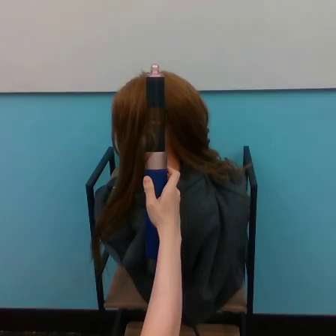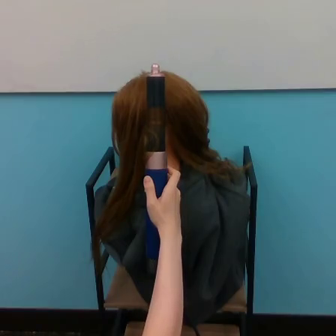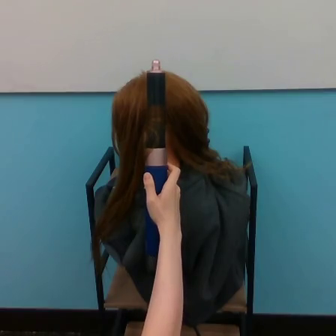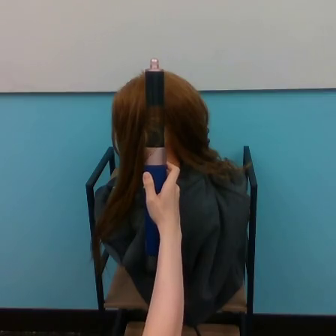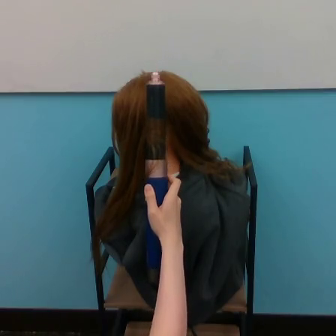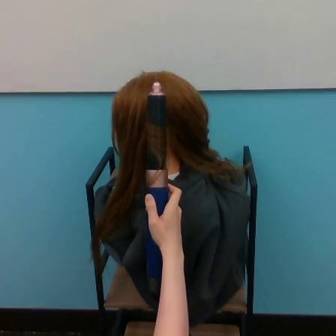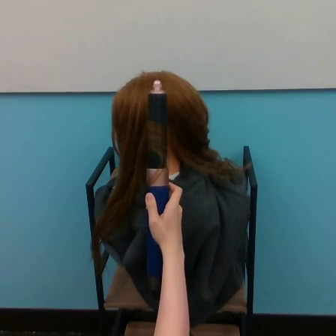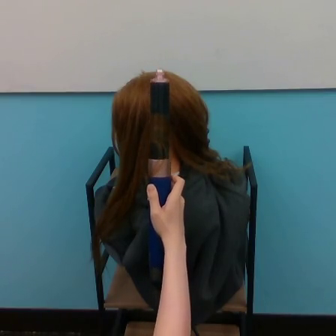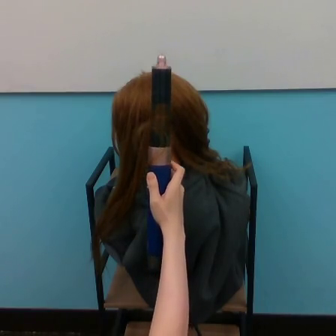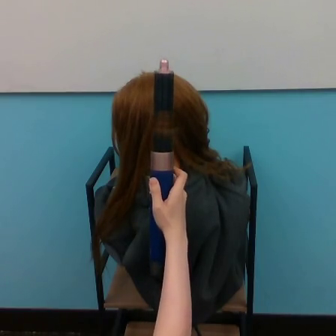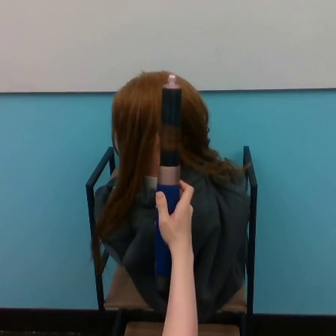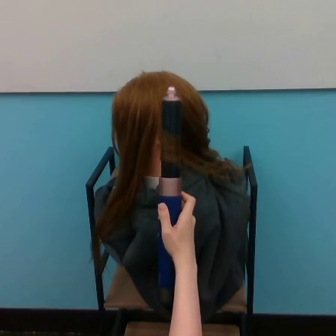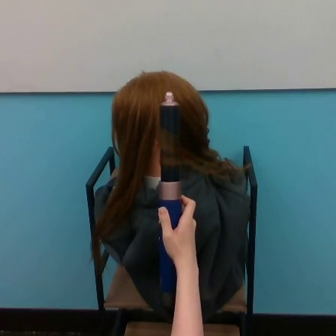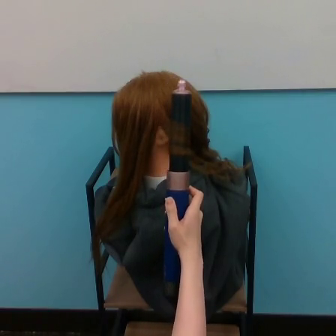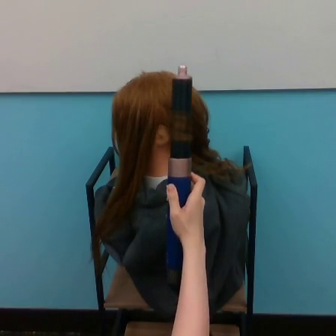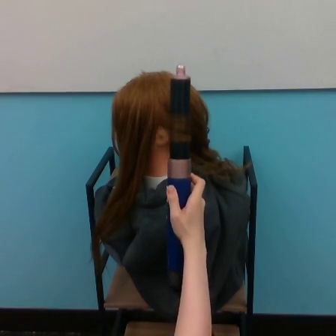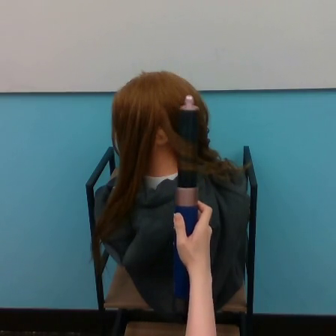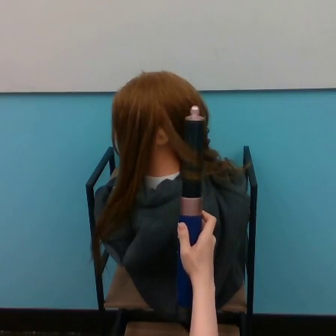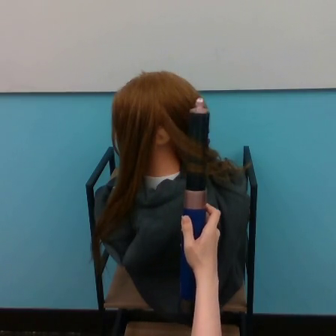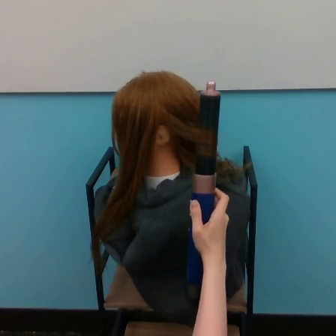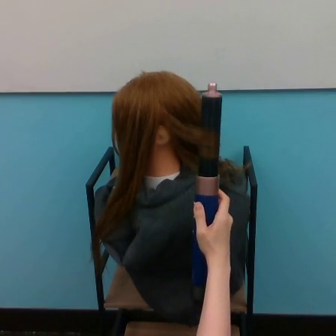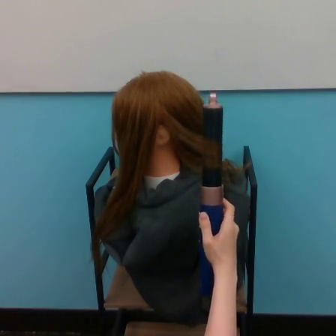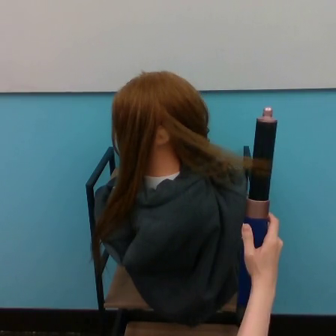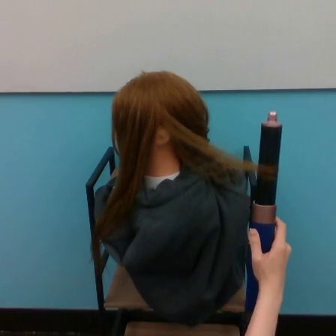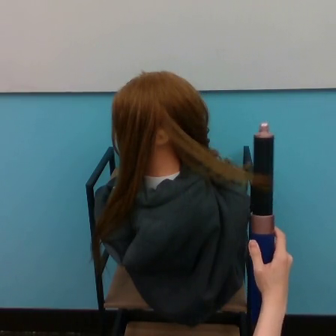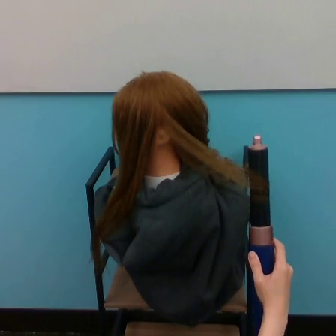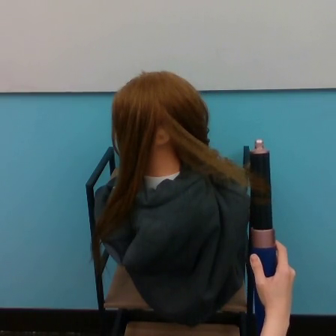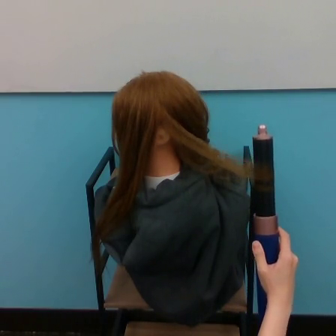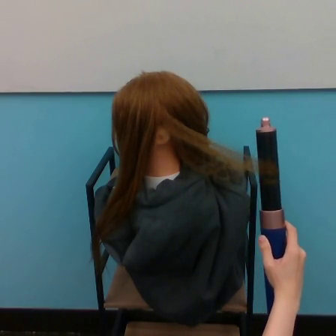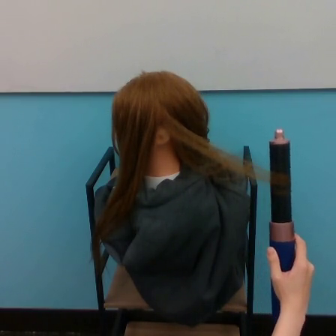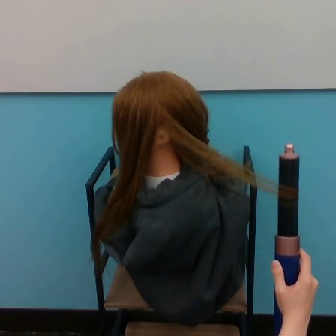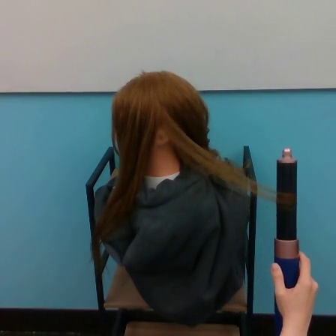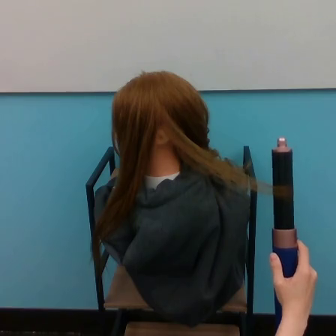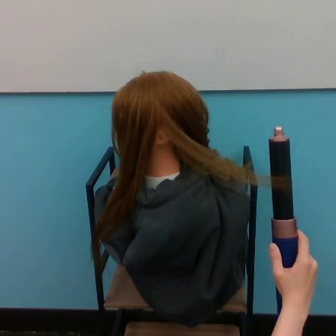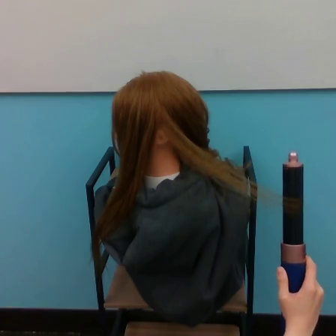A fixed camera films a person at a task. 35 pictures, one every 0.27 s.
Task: curl hair.
Motion: move downward and to the right, making vertical oscillations up and down.
0.00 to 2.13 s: The hand goes downward, then upward.
2.13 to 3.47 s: The hand goes downward.
3.47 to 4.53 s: The hand goes downward and to the right.
4.53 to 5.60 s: The hand goes upward and to the right, on a clockwise arc.
5.60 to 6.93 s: The hand goes to the right and downward.
6.93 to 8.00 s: The hand goes to the right, on a clockwise arc.
8.00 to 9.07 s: The hand goes upward, then downward.
